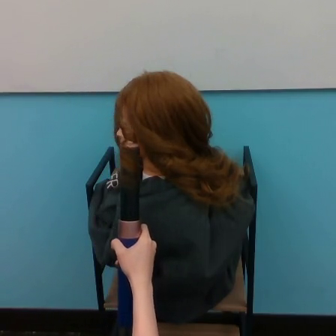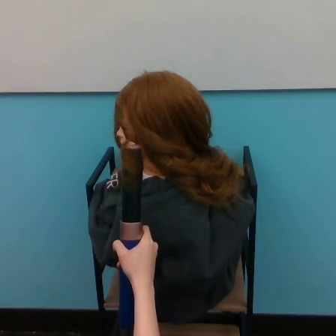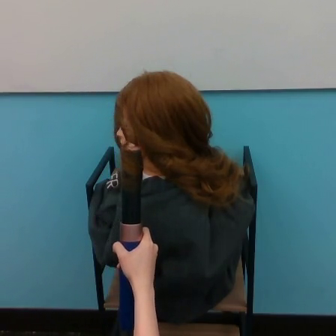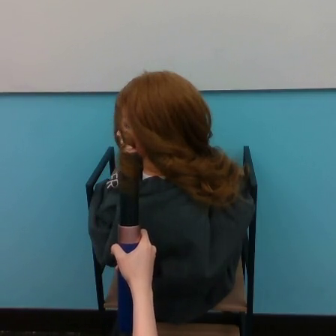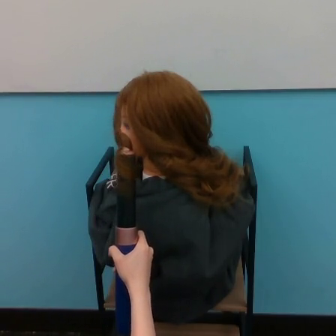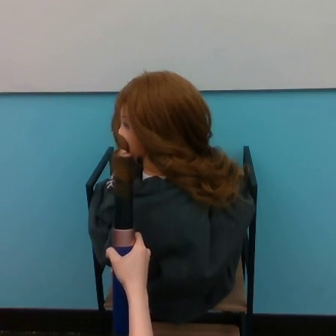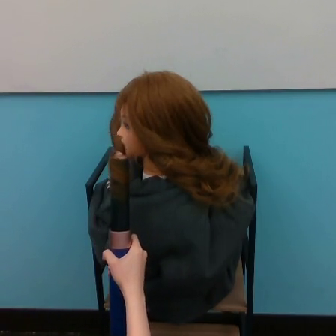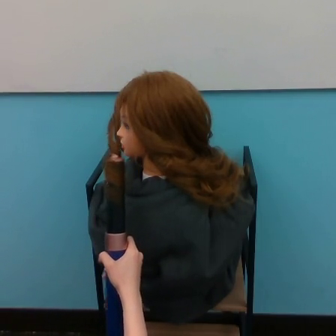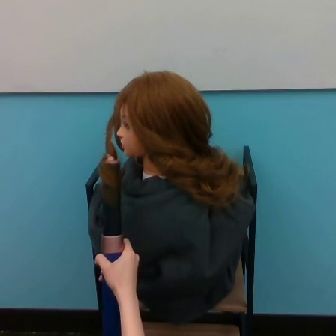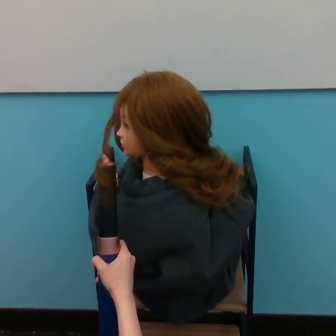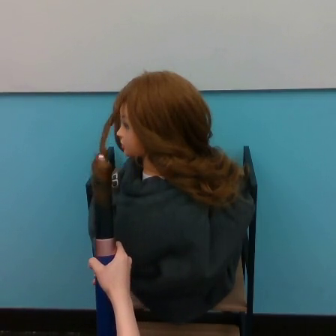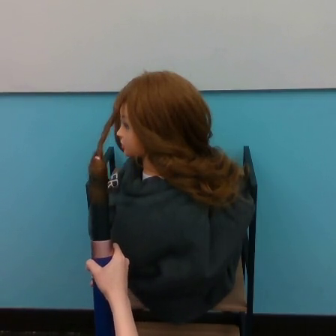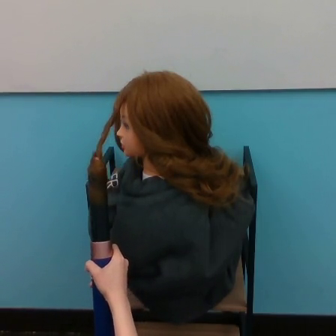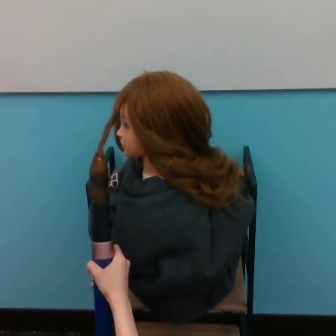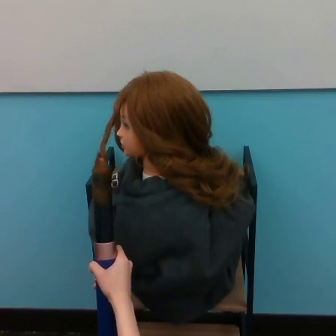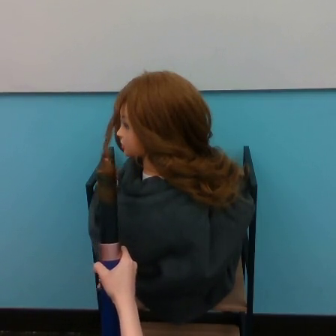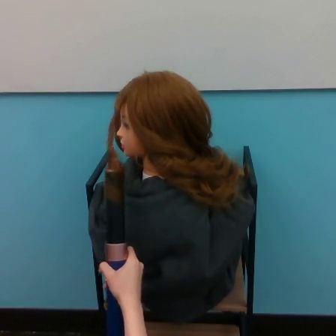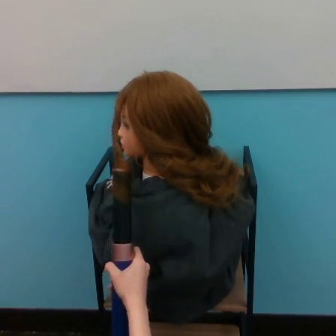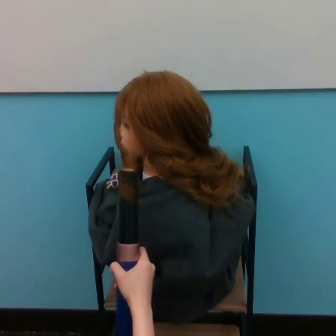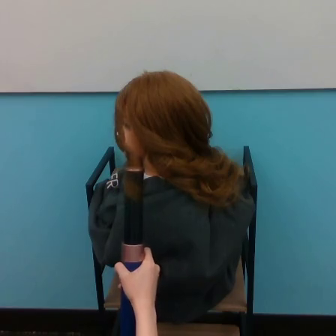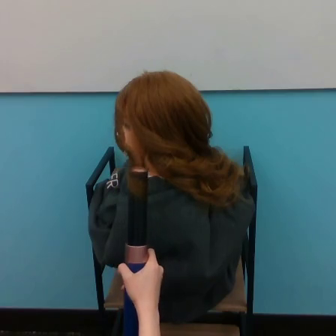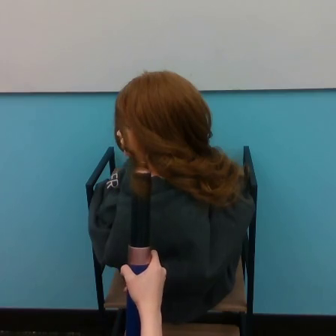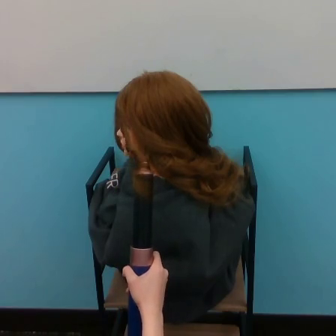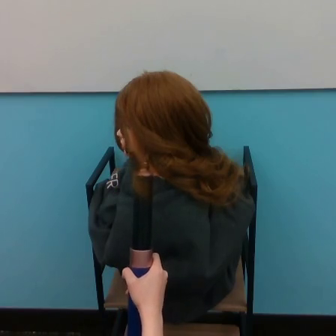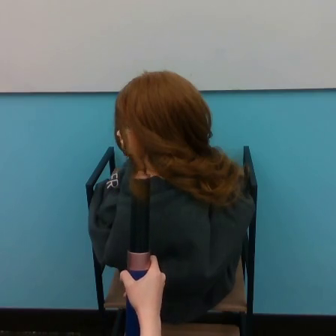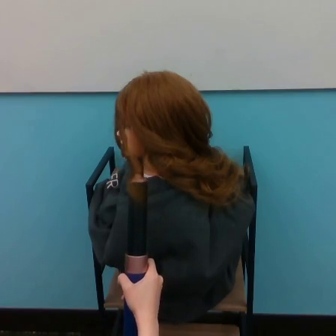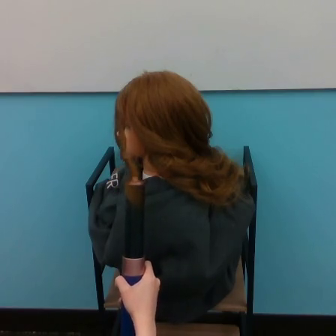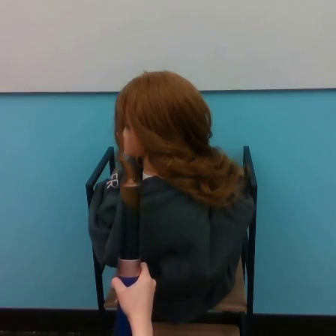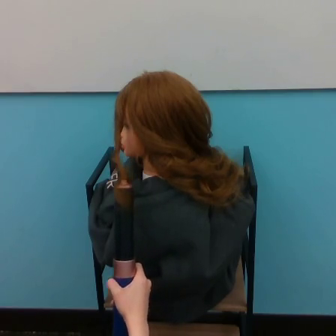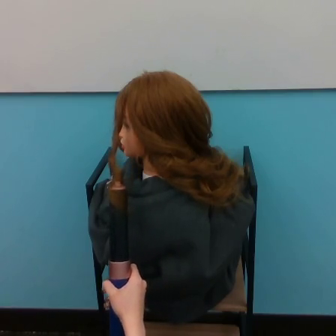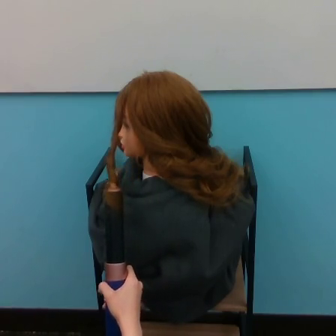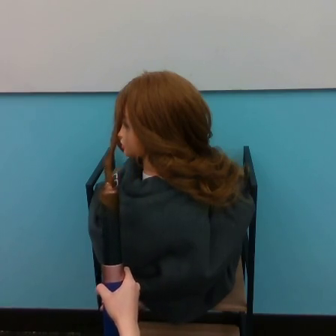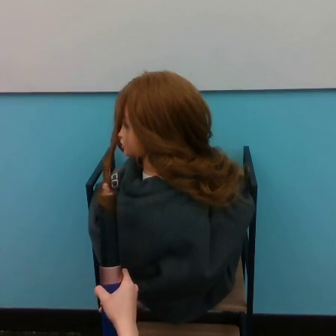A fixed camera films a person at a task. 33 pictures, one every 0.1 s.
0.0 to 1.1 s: The hand goes to the left and downward.
1.1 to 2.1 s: The hand goes to the right.
2.1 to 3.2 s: The hand goes to the left and downward.
Task: curl hair.
